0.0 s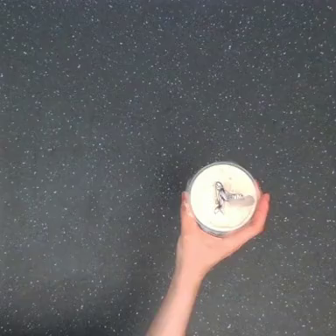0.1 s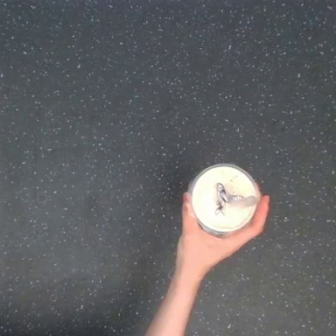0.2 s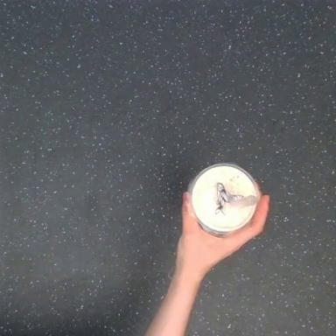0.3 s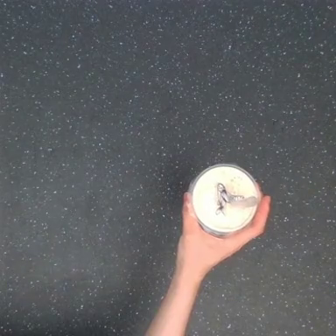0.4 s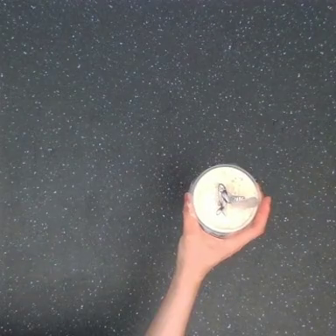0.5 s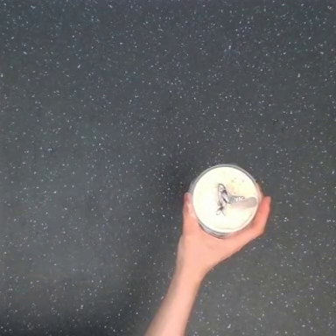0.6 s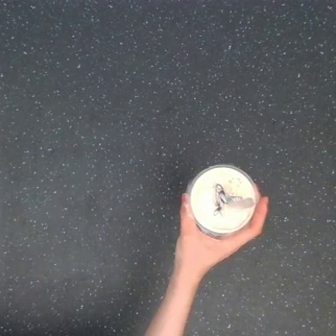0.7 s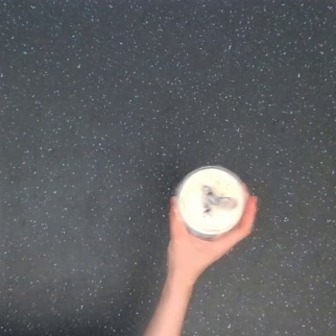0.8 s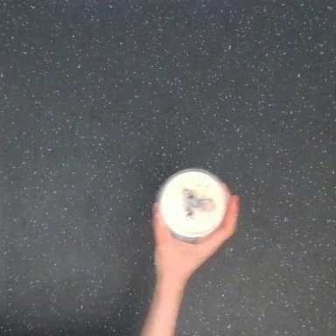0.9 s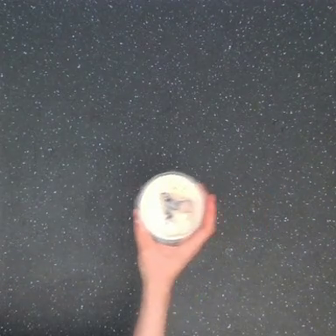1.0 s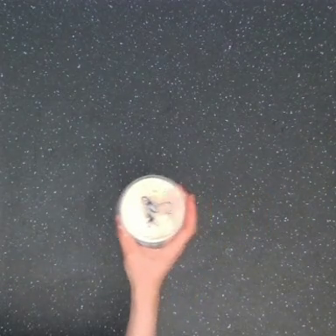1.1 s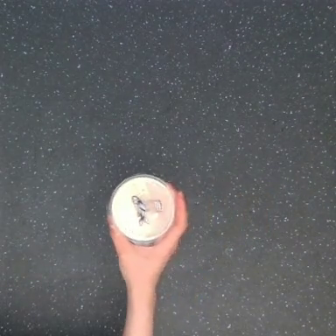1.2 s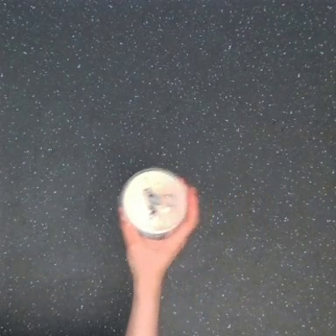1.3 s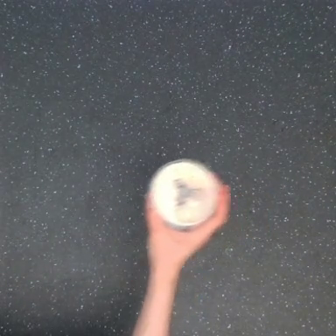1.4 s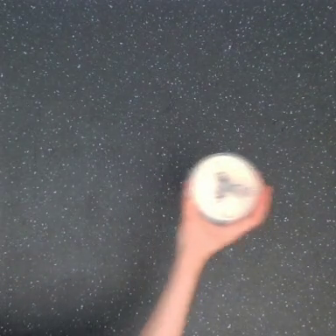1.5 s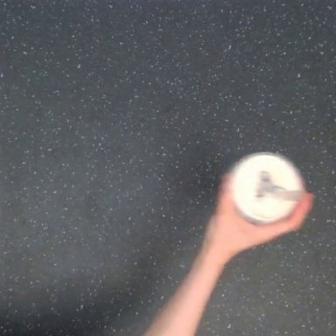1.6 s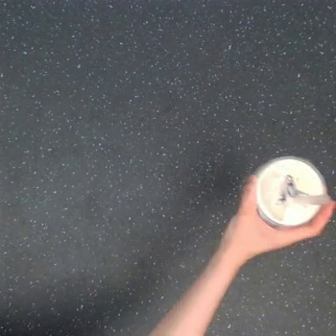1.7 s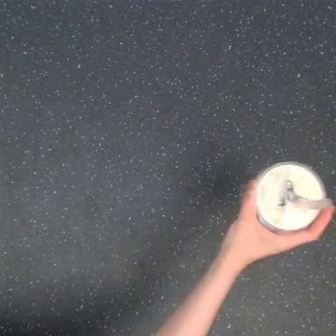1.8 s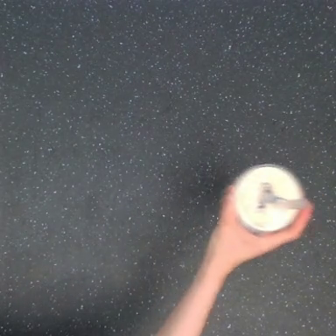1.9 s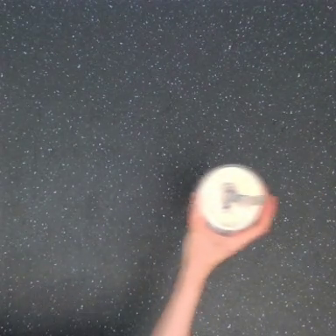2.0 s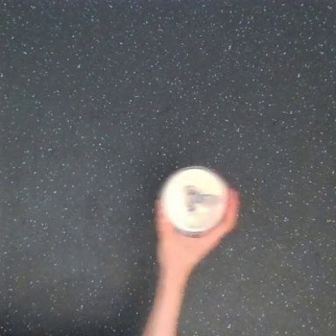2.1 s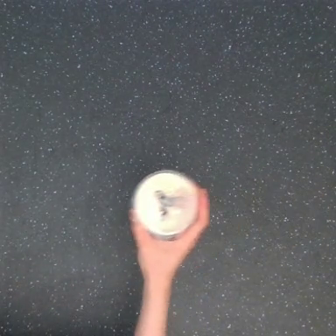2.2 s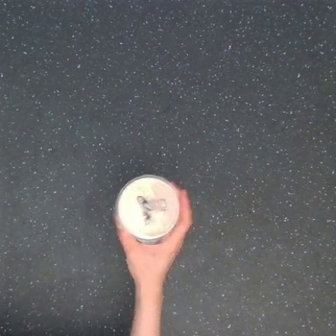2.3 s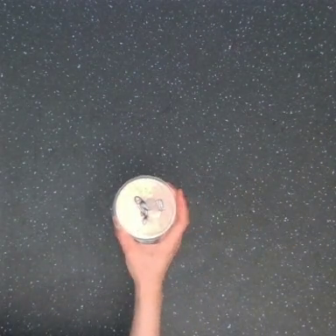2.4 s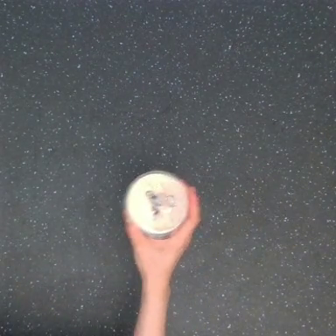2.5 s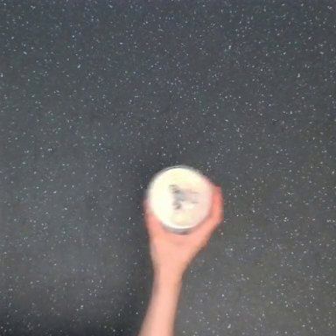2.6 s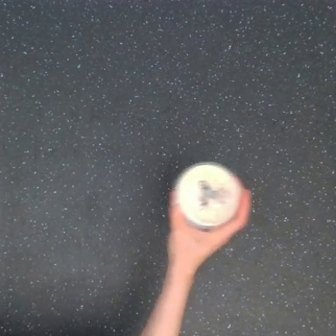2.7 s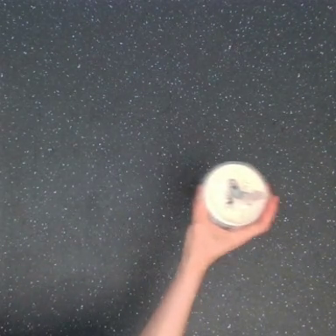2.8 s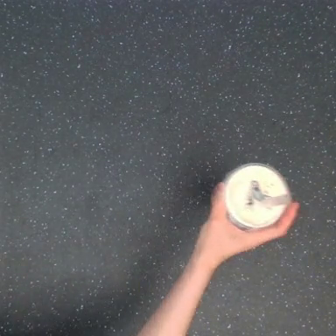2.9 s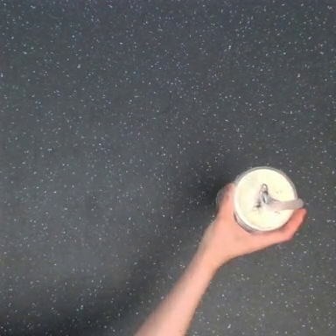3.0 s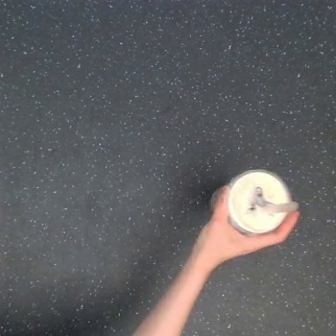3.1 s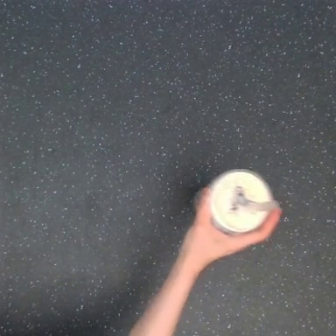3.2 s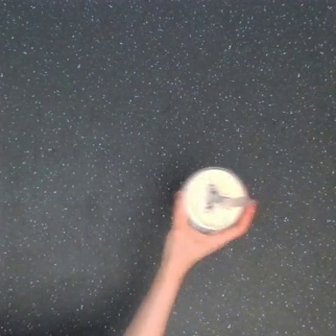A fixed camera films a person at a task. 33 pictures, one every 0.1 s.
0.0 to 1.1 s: The hand goes to the left.
1.1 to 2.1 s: The hand goes to the right, then to the left.
2.1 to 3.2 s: The hand goes to the right, then to the left.
Task: shake the boba.
